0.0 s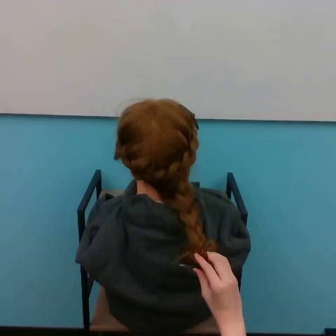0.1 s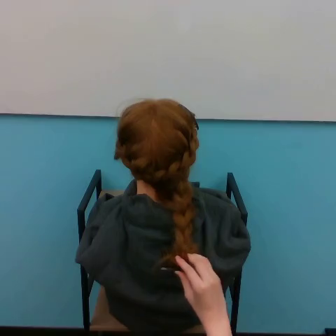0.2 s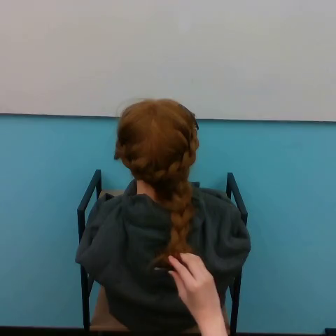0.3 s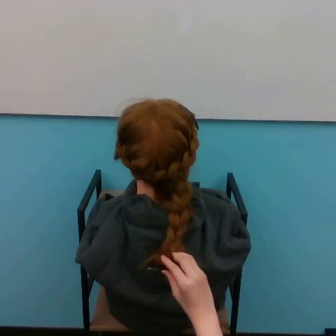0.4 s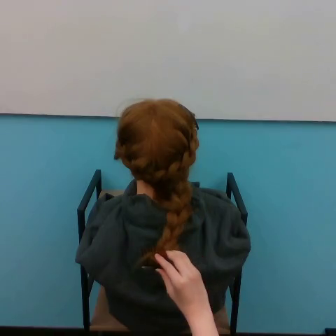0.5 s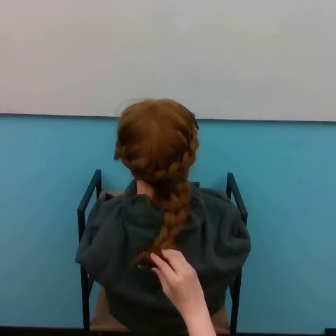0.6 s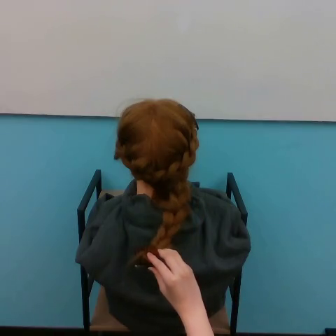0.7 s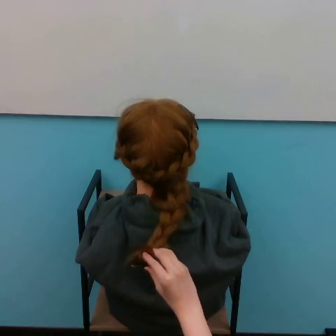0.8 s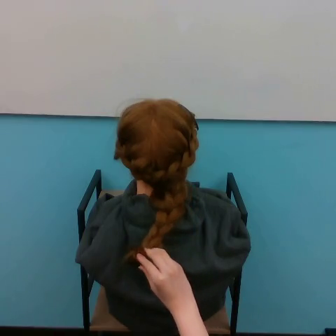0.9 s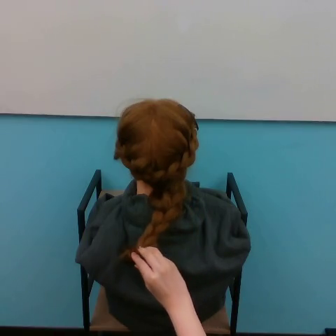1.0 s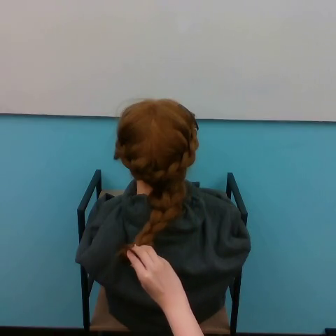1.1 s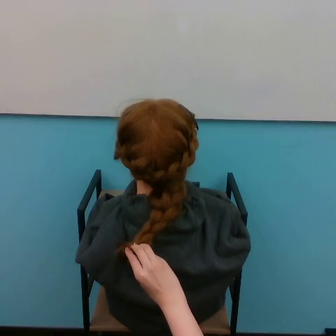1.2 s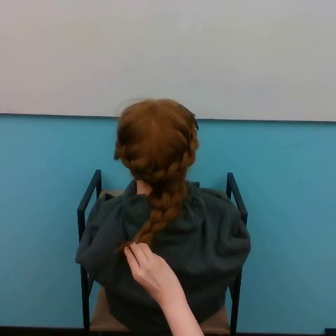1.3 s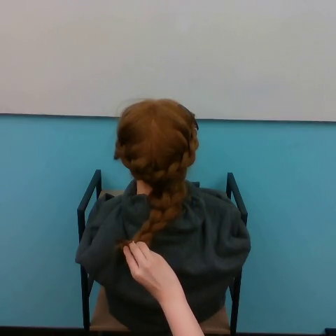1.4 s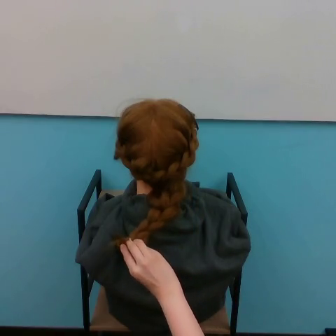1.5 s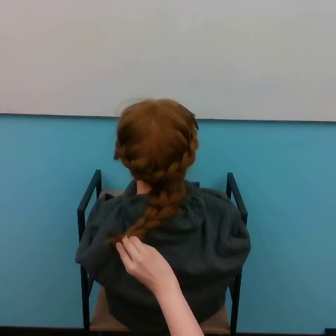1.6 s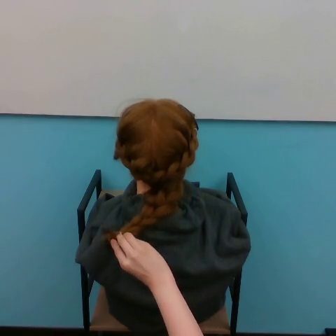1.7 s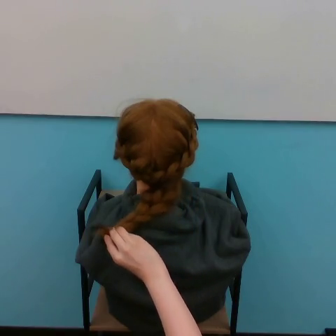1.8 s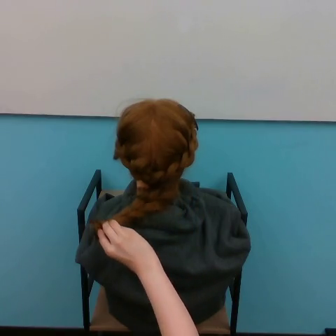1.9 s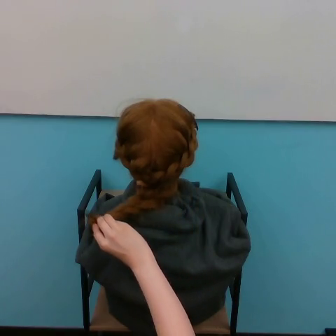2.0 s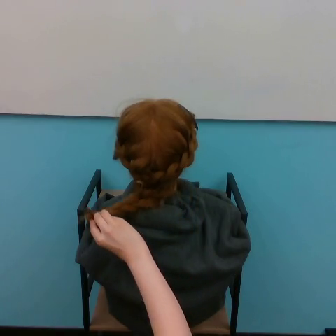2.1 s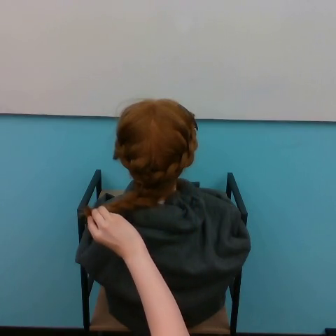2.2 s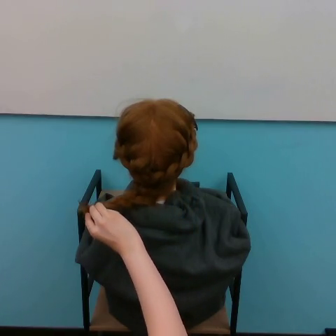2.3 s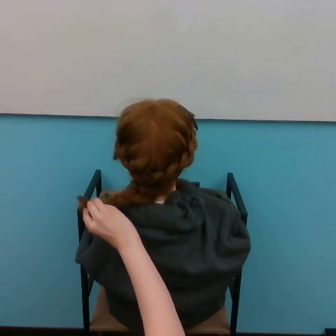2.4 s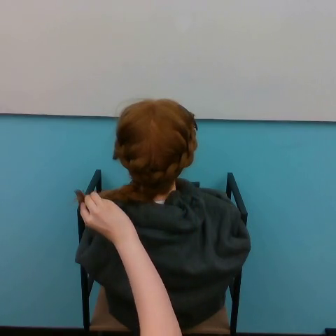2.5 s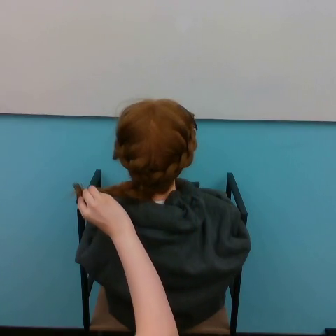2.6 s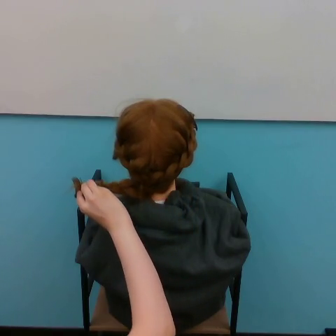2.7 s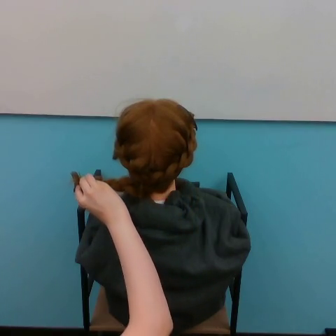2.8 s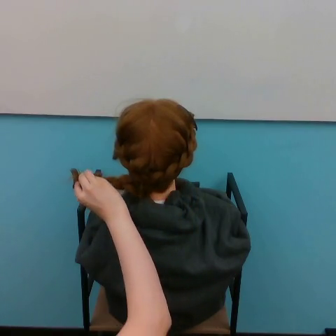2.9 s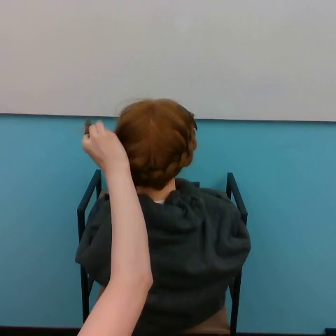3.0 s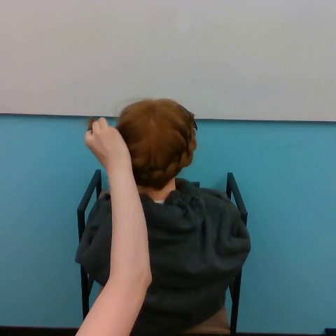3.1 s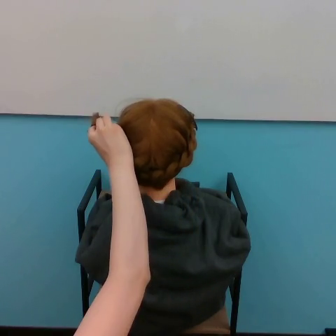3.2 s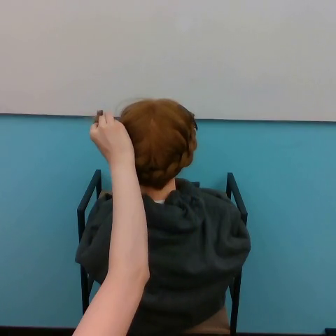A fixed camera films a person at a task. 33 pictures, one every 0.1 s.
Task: style hair.
0.0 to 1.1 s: The hand goes to the left.
1.1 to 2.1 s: The hand goes to the left and upward.
2.1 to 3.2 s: The hand goes upward.
